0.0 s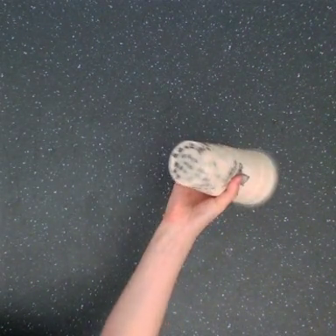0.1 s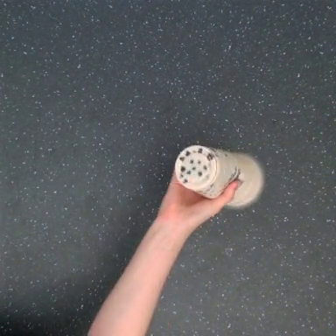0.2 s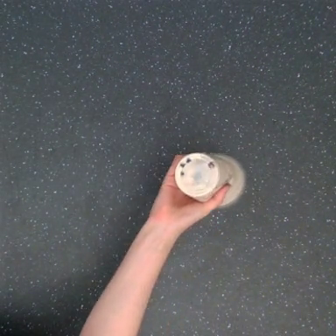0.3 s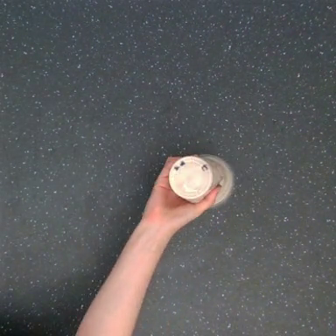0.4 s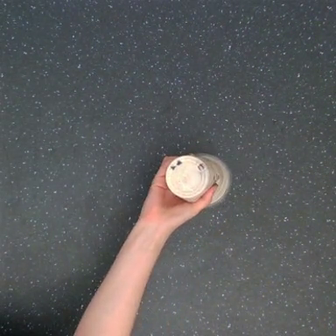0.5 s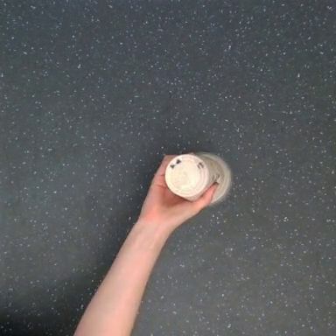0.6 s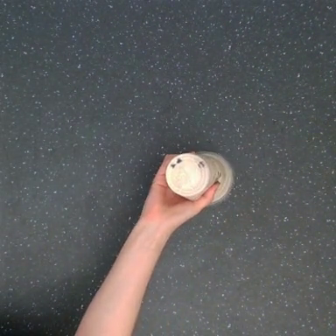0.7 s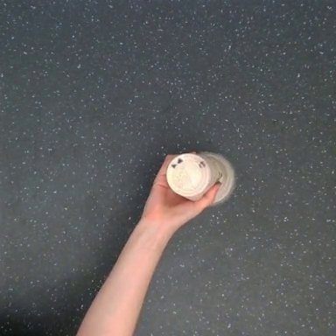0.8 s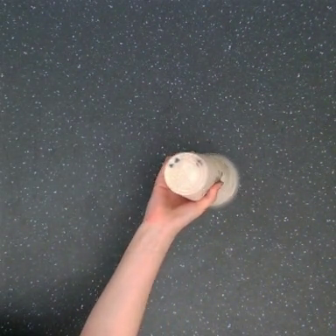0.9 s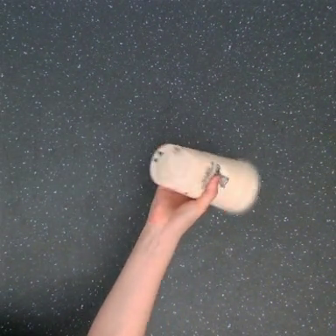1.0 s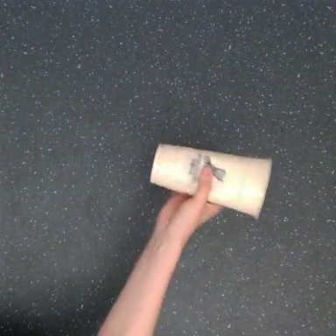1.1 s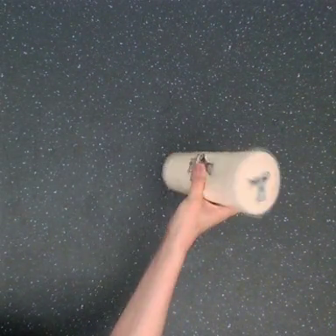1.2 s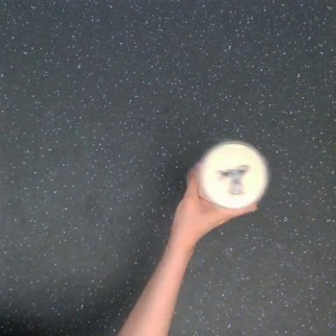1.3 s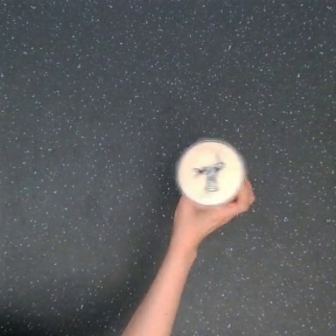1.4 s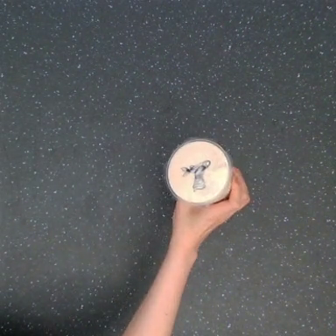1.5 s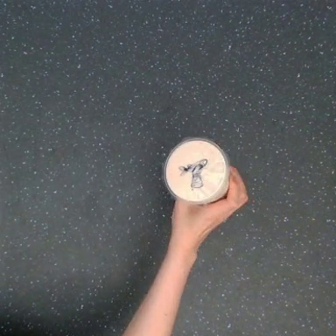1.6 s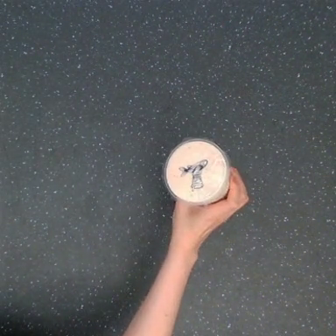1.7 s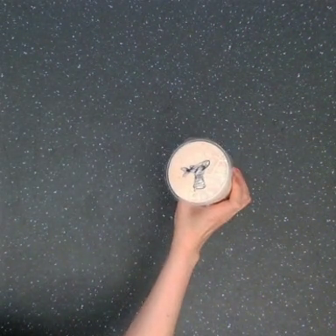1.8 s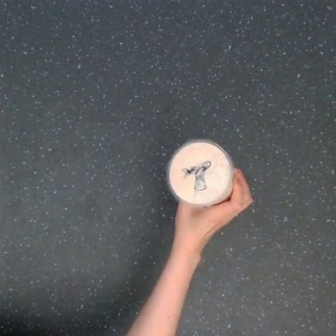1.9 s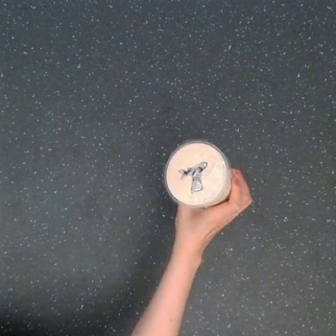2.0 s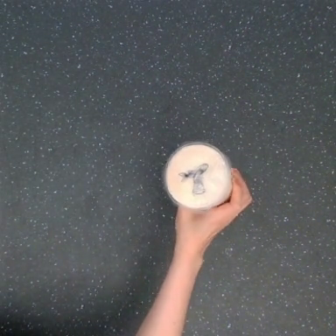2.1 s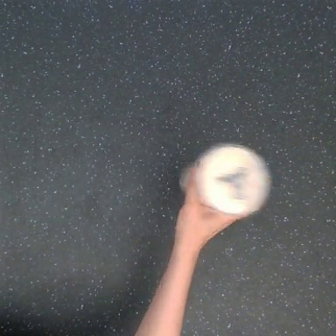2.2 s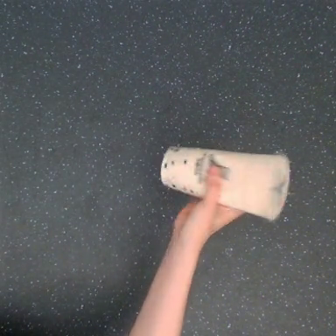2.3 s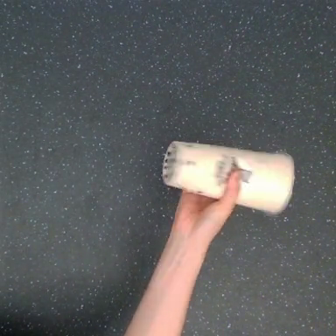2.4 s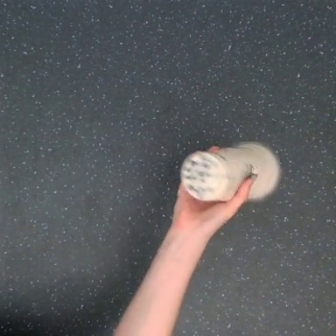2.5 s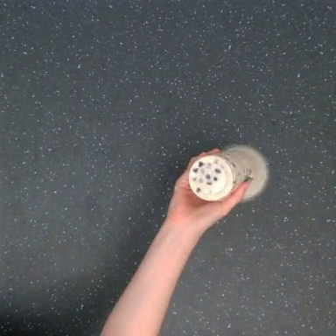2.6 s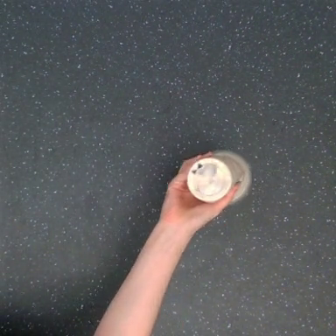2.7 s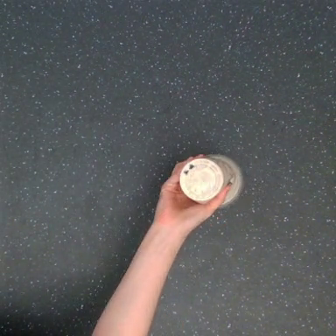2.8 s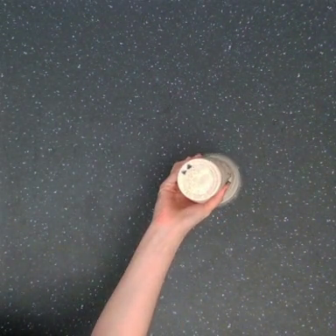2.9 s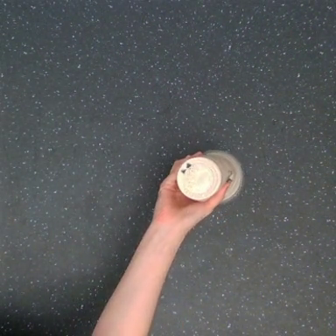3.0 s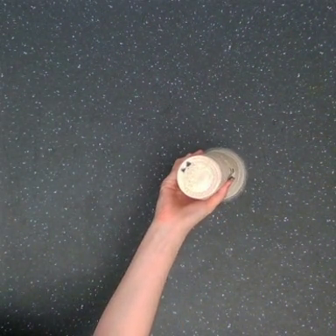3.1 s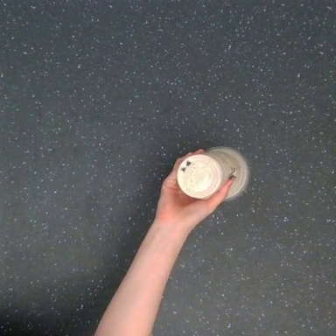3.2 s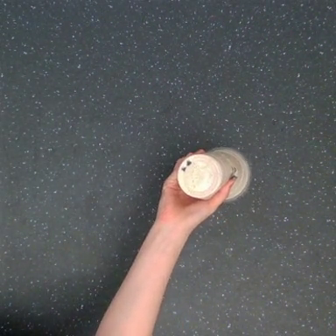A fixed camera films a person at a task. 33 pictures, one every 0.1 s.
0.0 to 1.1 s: The hand goes downward.
1.1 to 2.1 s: The hand moves only a little.
2.1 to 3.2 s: The hand goes to the left and upward.
Task: shake the boba.
